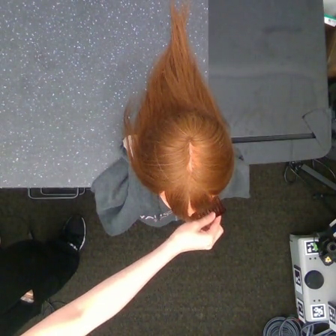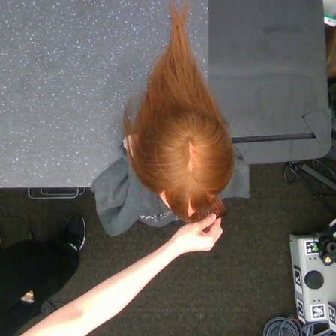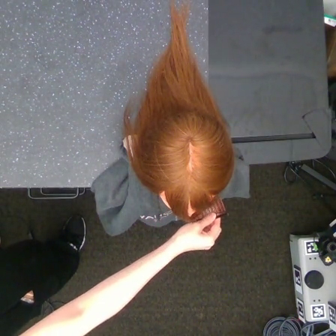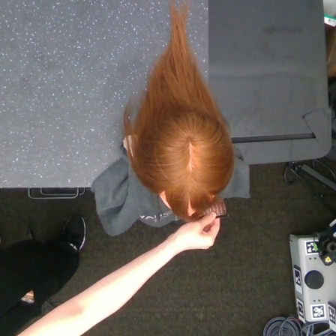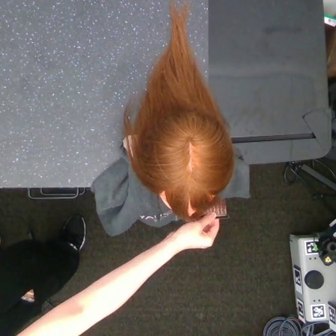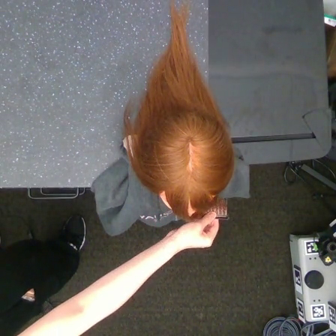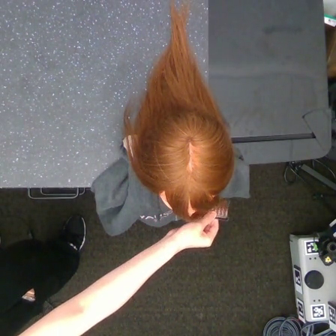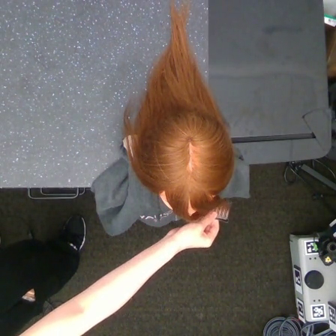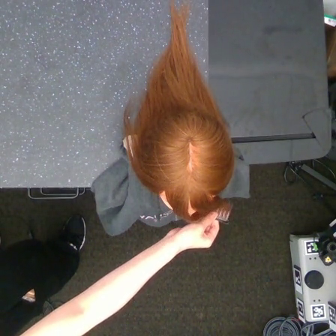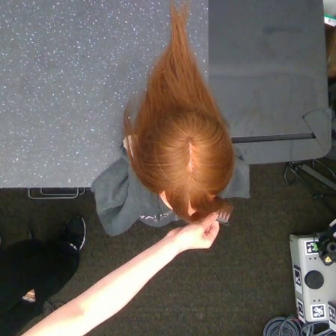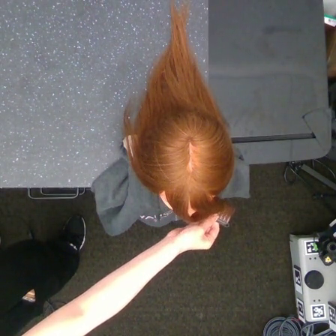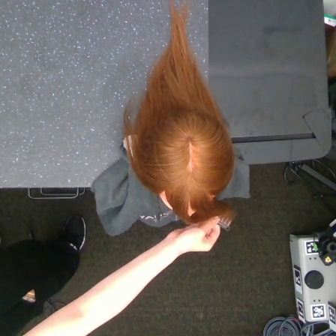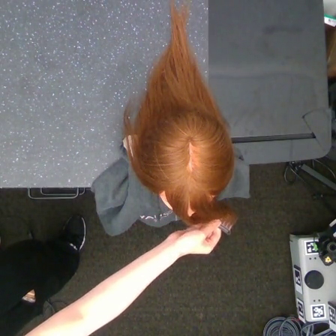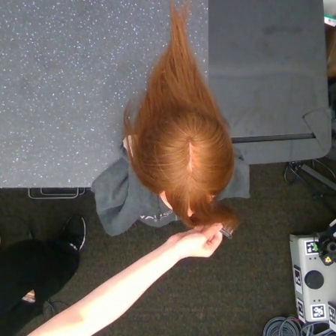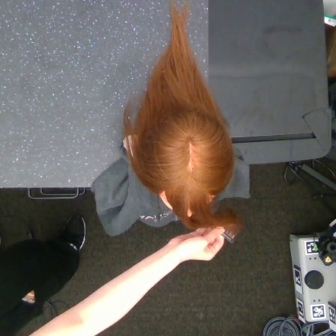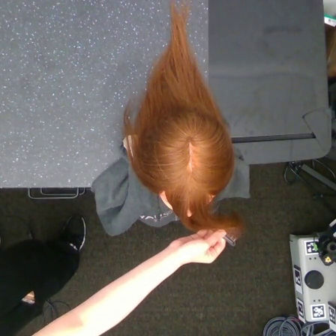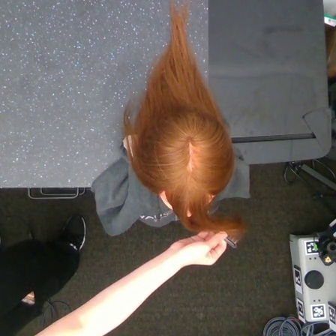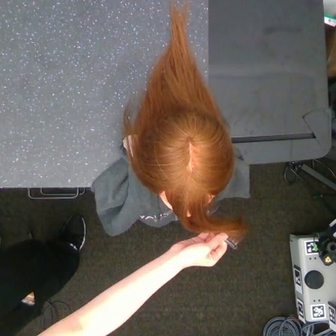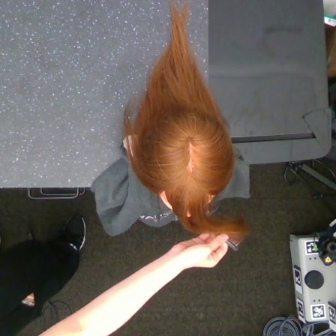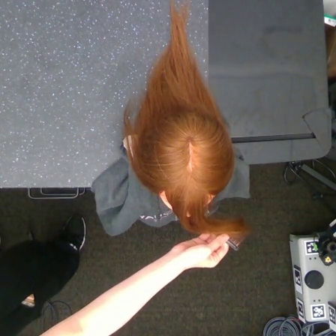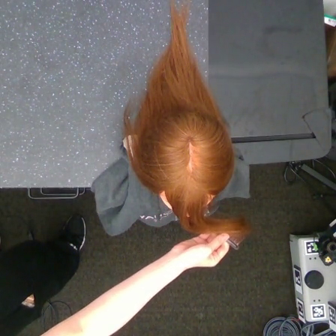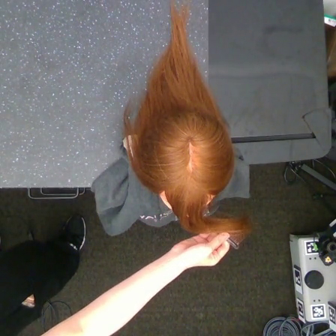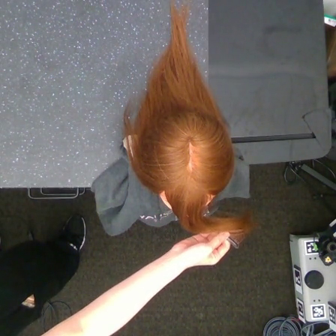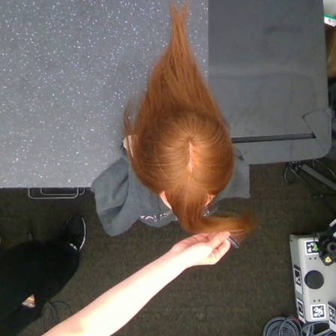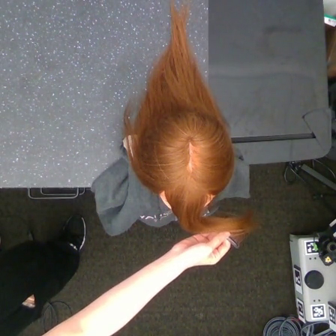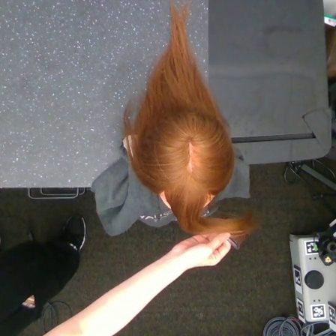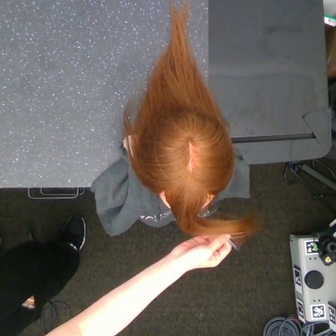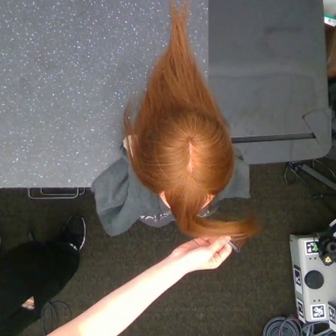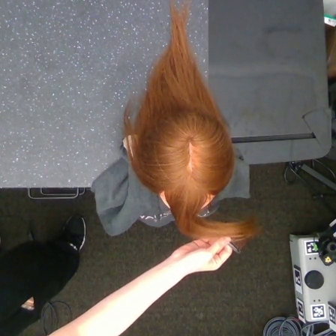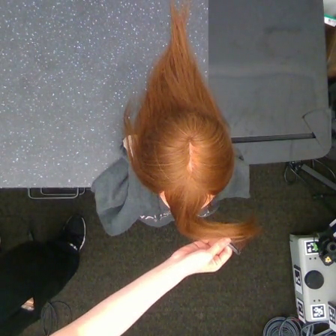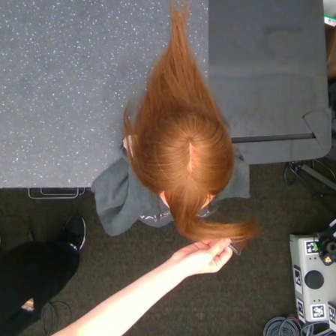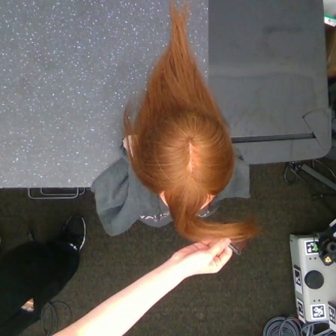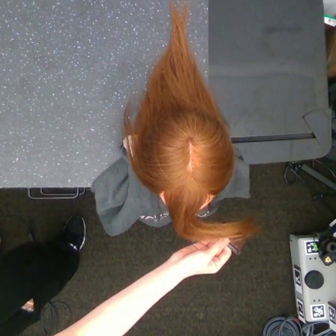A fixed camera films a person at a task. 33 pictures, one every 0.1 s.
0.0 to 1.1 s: The hand moves only a little.
1.1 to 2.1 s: The hand goes downward.
2.1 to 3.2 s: The hand moves only a little.
Task: tidy front hair.
